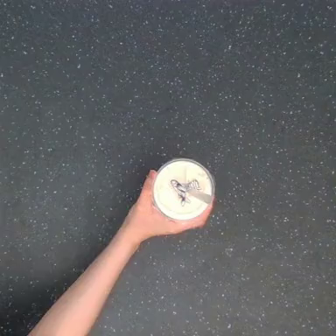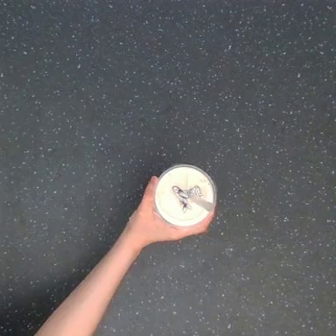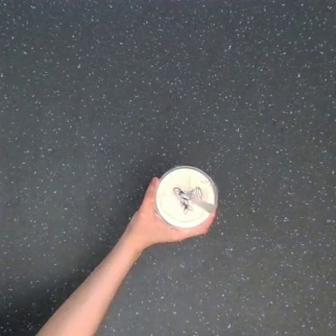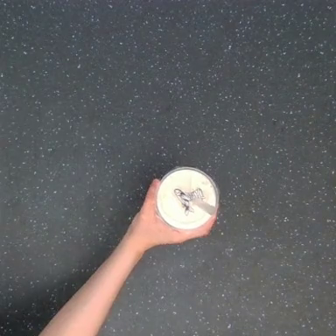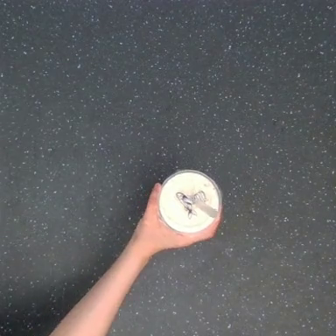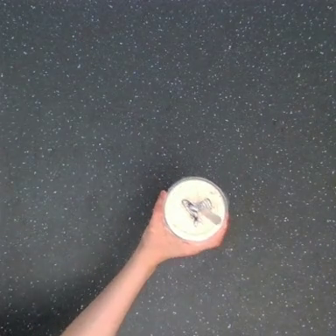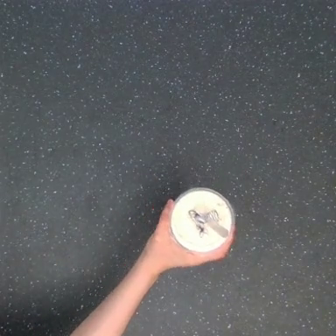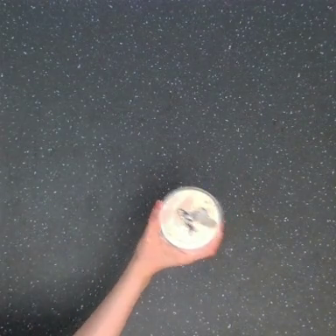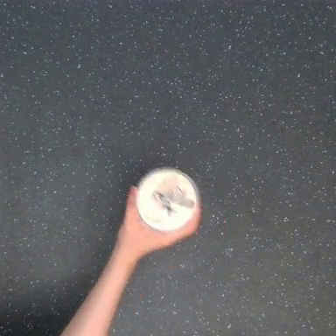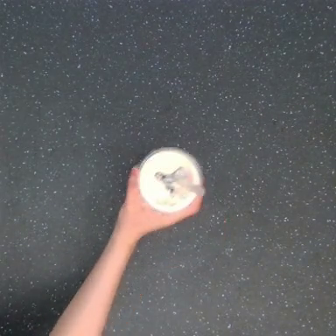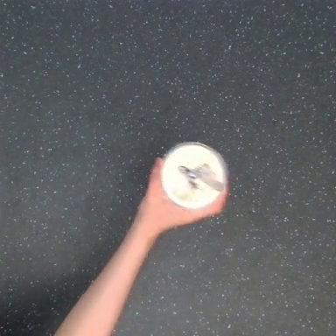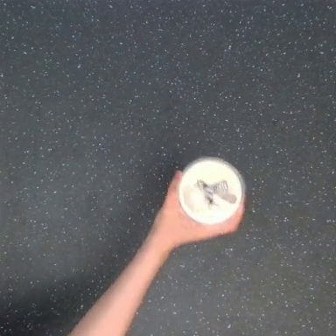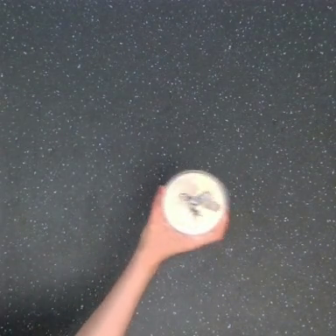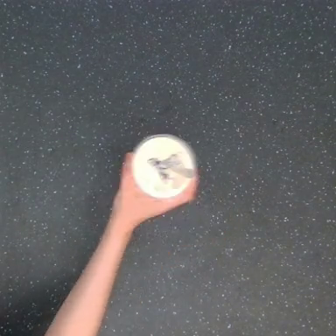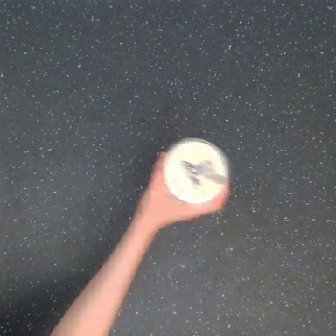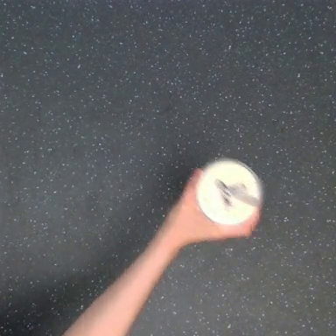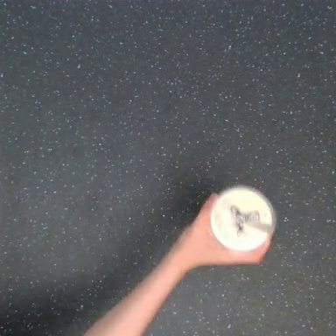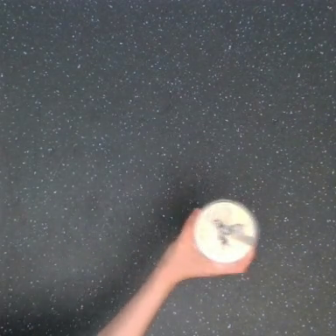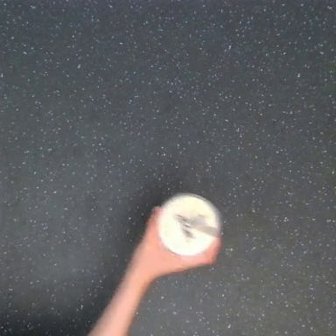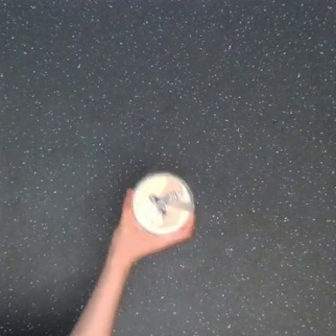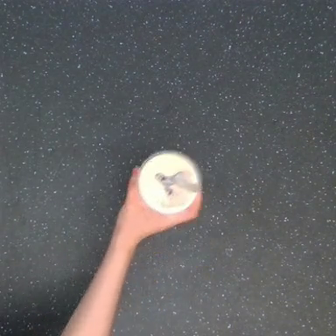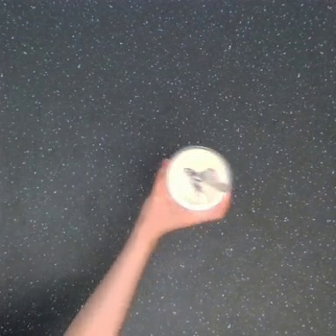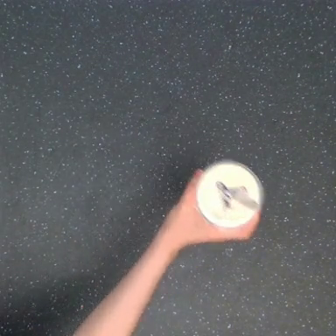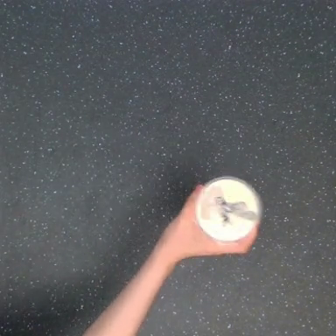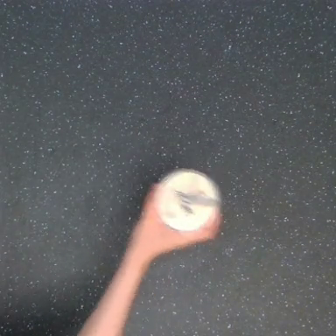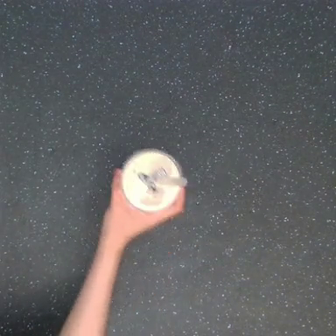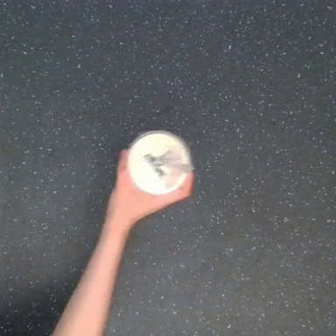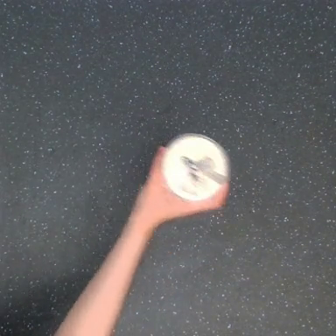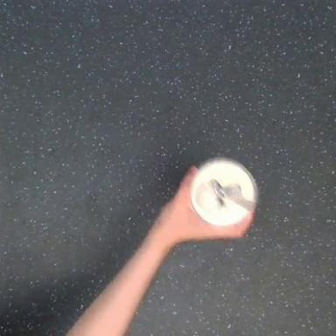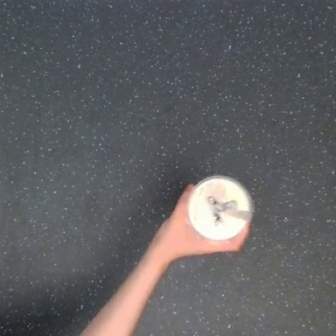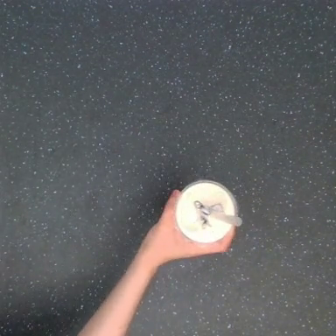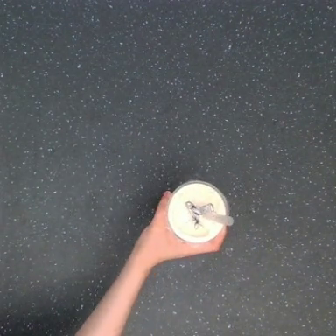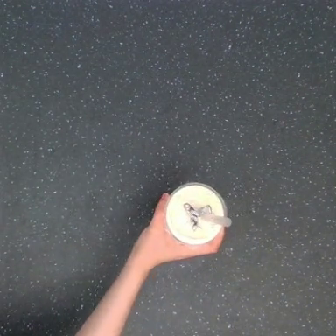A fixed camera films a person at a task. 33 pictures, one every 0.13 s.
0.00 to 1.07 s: The hand goes downward, then to the left and upward.
1.07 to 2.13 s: The hand goes to the right, on a clockwise arc.
2.13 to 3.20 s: The hand goes to the left and upward, then to the right and downward.
3.20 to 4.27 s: The hand goes upward and to the left, then downward and to the right.
Task: shake the boba.
Motion: make 4 circular motions clockwise.
